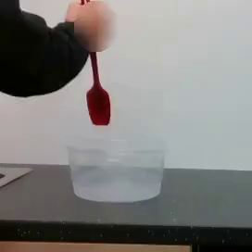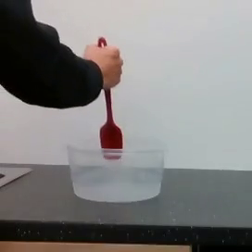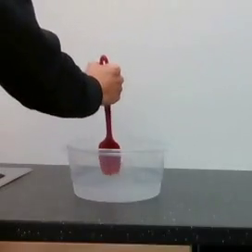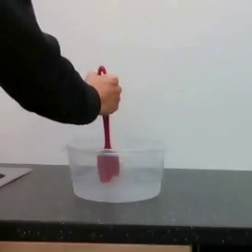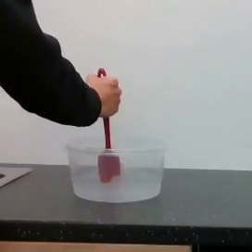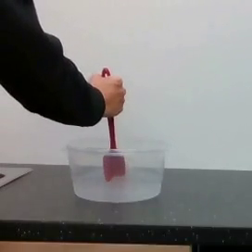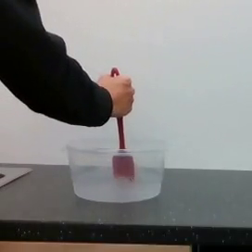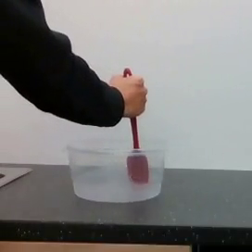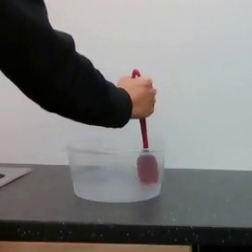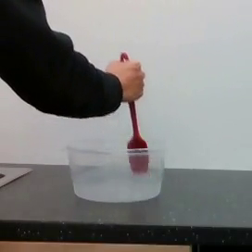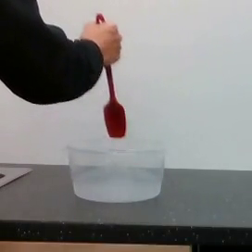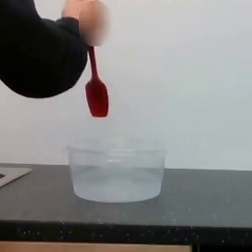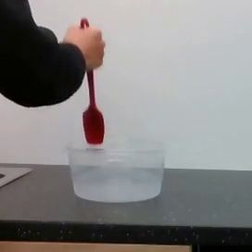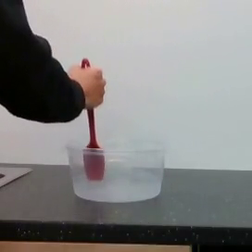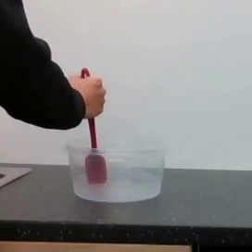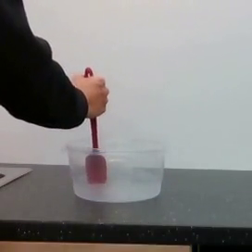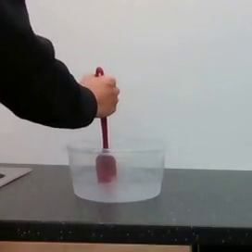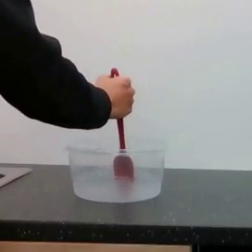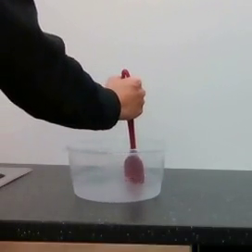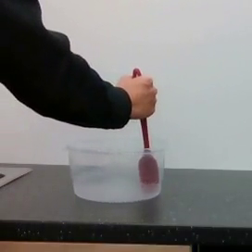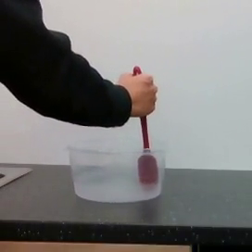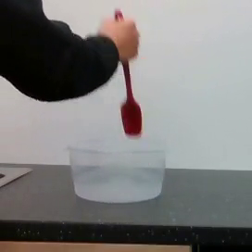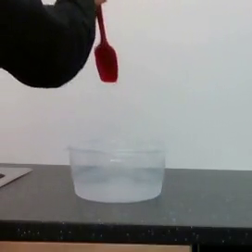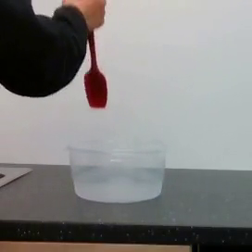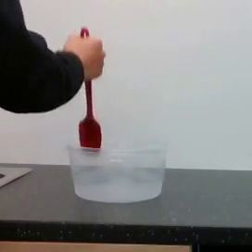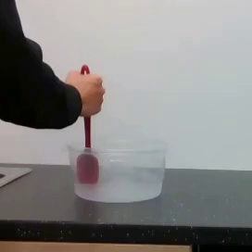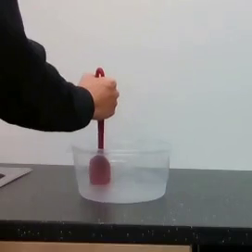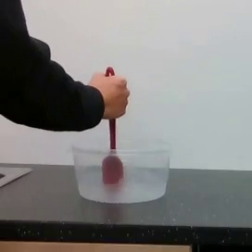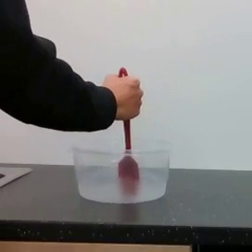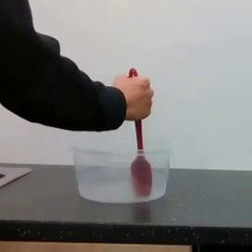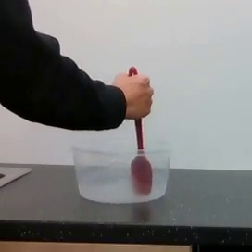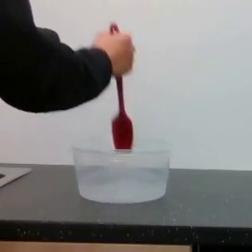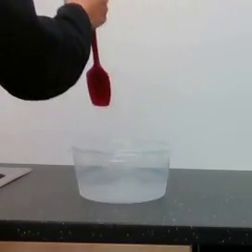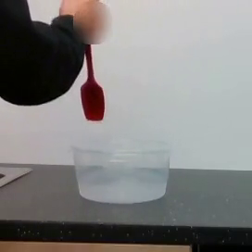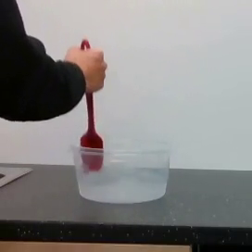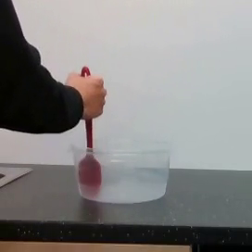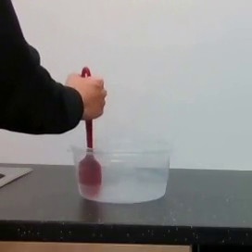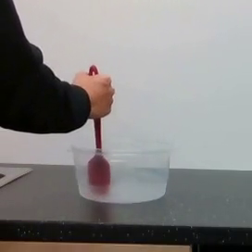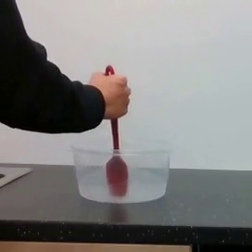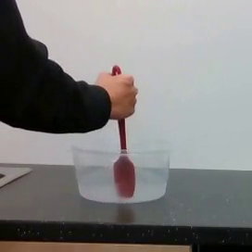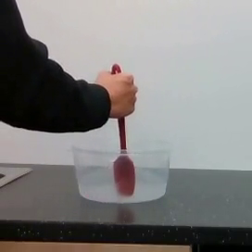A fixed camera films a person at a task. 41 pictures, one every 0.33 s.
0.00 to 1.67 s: The hand goes downward.
1.67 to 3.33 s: The hand goes upward.
3.33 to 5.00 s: The hand goes downward.
5.00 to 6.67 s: The hand goes to the right.
6.67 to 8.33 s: The hand goes upward and to the left, then downward.
8.33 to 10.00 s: The hand goes to the right.
10.00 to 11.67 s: The hand goes upward and to the left, then downward.
11.67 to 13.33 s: The hand goes to the right.
Task: stir.
Motion: make 4 triangular motions counter-clockwise.
